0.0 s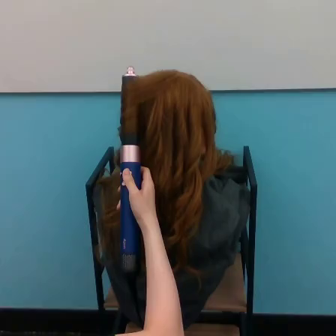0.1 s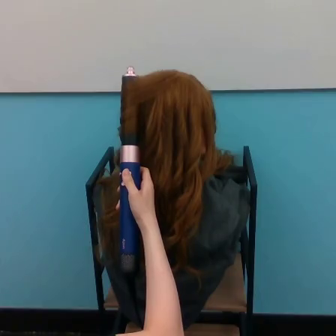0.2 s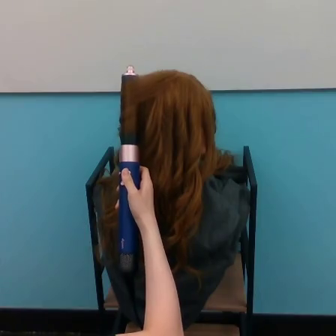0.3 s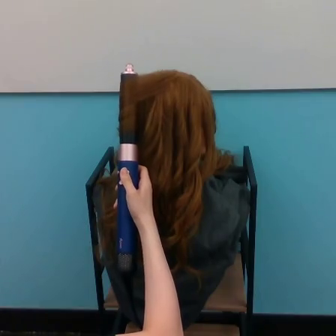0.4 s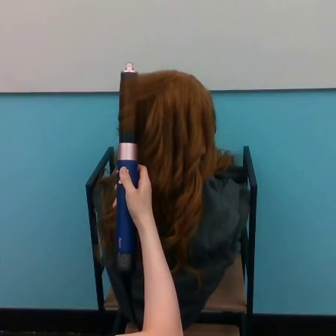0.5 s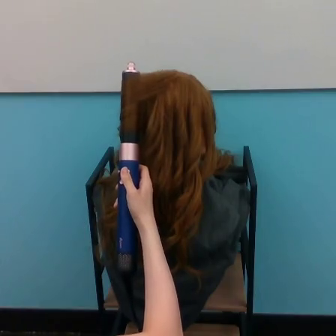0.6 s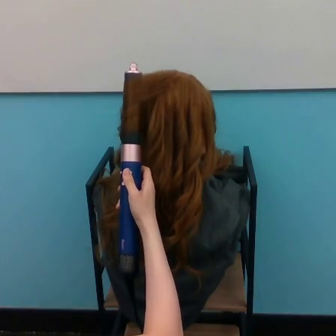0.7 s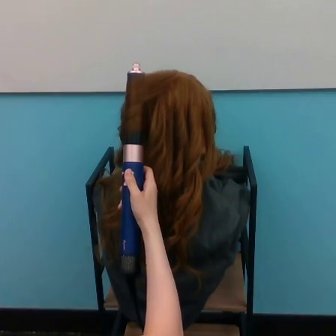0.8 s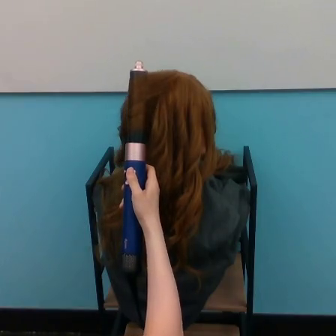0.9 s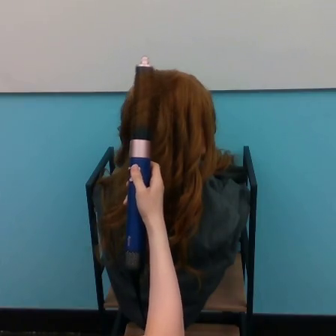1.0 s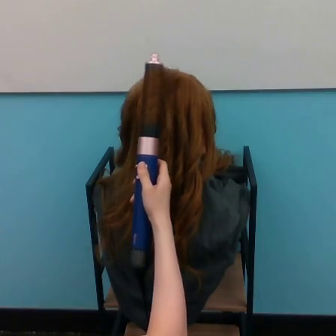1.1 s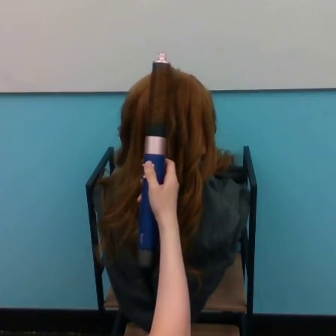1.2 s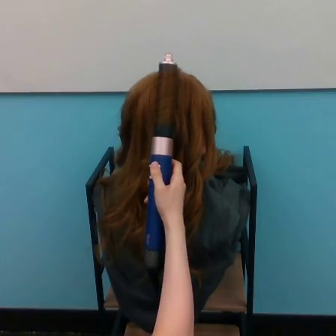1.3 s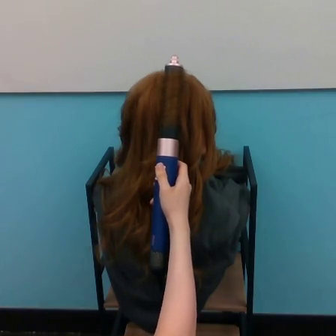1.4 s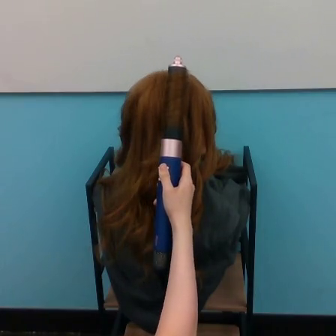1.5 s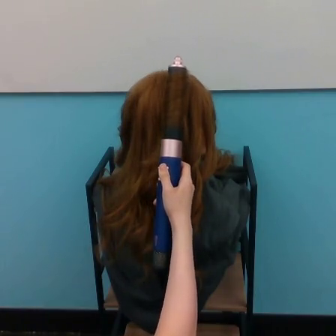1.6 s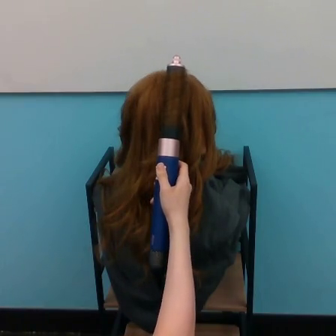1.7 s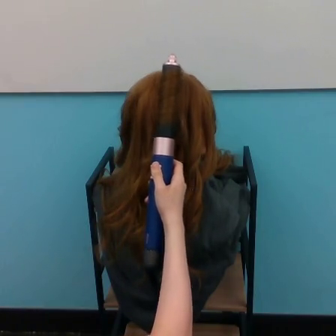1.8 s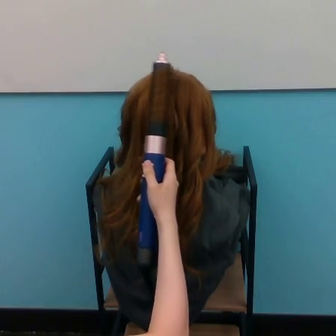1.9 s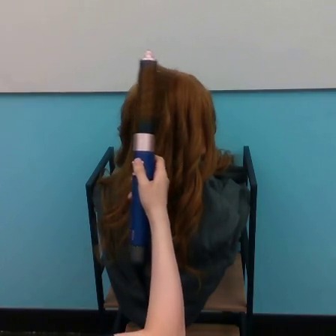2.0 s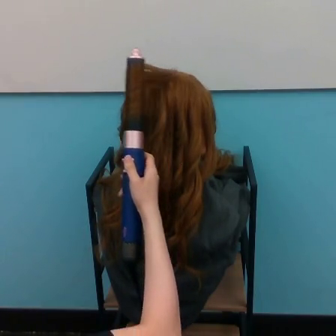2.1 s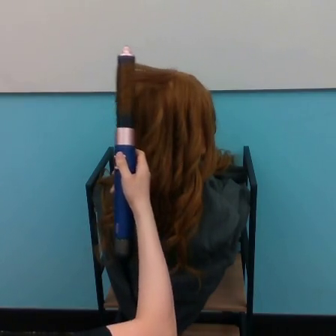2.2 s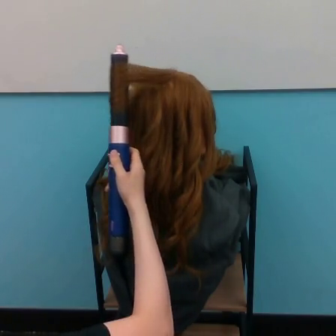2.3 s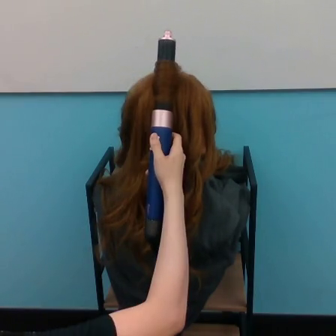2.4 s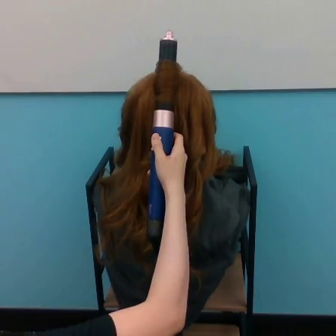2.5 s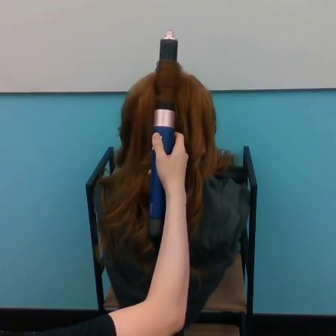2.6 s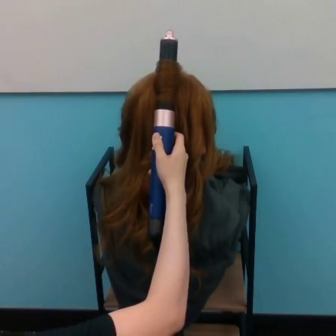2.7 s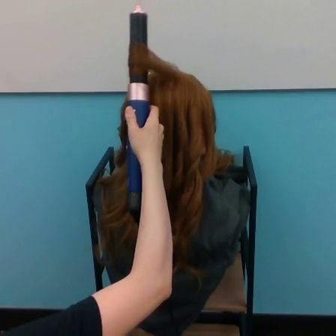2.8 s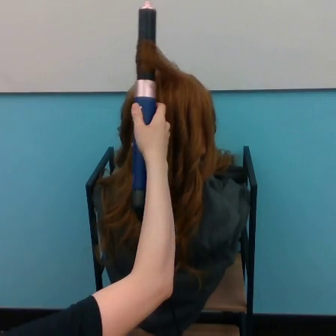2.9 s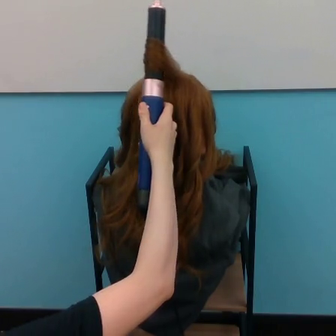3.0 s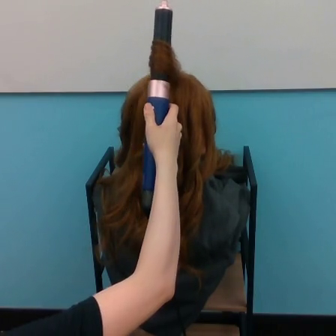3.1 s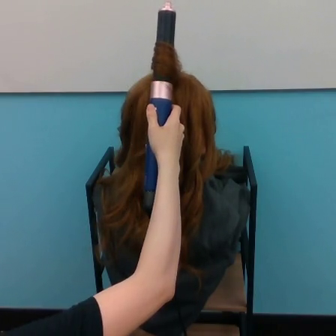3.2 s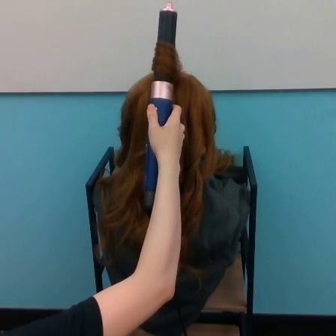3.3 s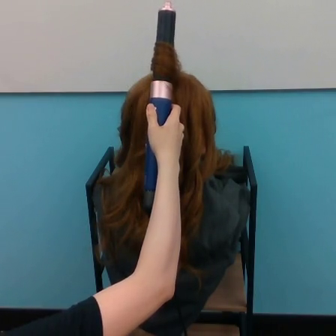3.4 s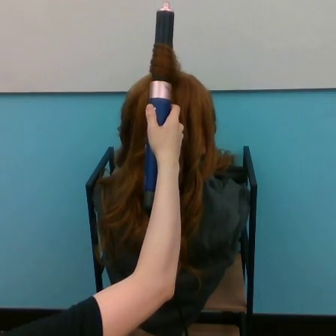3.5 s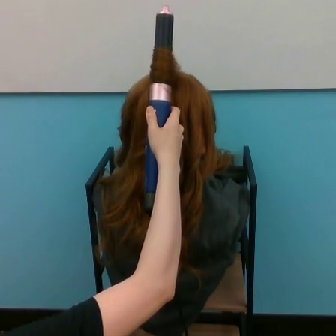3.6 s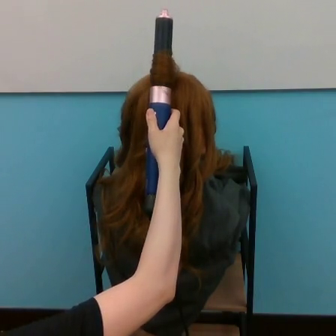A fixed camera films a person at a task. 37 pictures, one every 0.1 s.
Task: curl hair.
Motion: move upward, making horizontal oscillations to the left and to the right.
0.0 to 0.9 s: The hand moves only a little.
0.9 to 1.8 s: The hand goes to the right, then to the left.
1.8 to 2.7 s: The hand goes upward.
2.7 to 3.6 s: The hand goes to the right.
